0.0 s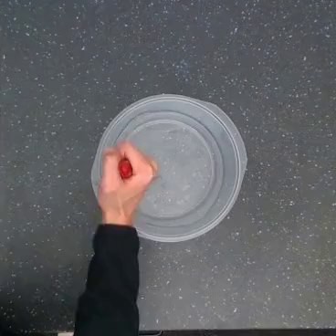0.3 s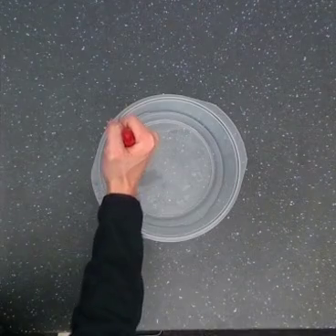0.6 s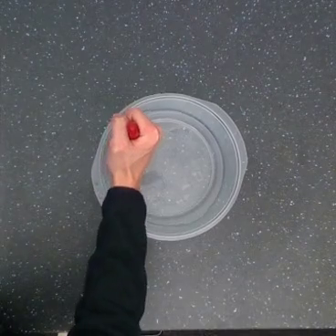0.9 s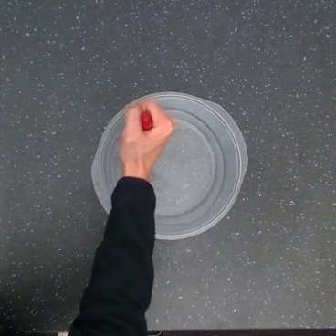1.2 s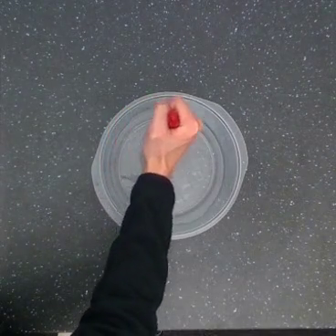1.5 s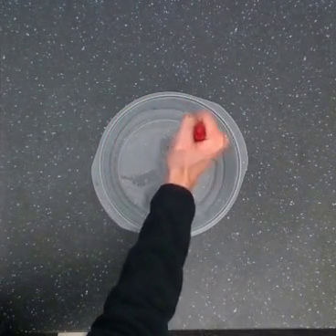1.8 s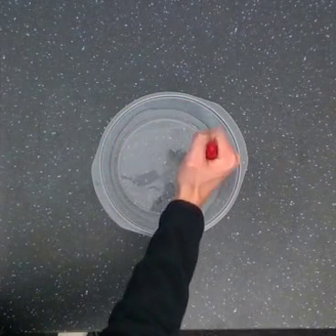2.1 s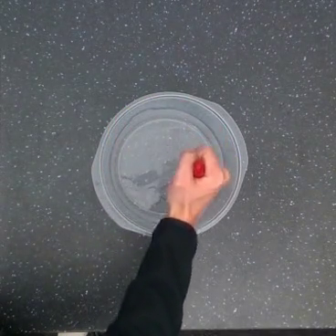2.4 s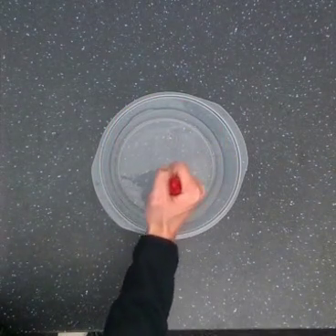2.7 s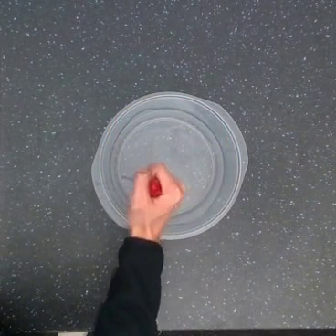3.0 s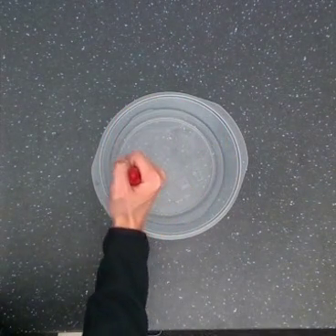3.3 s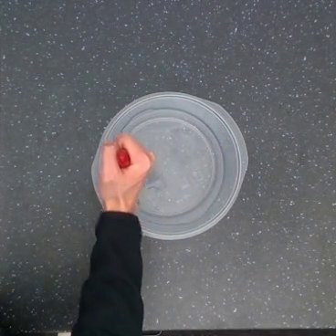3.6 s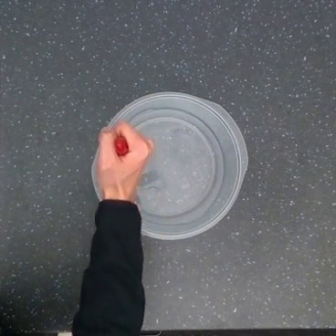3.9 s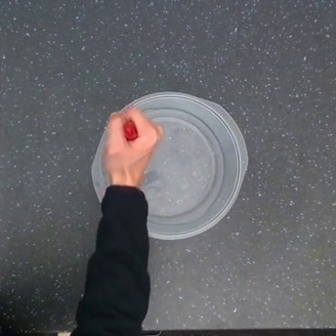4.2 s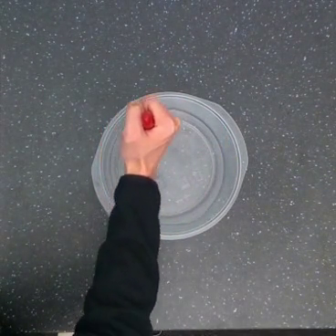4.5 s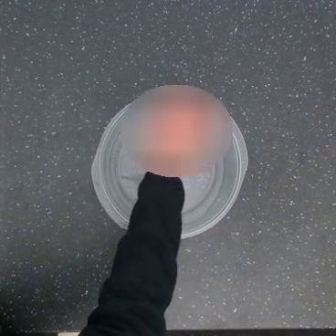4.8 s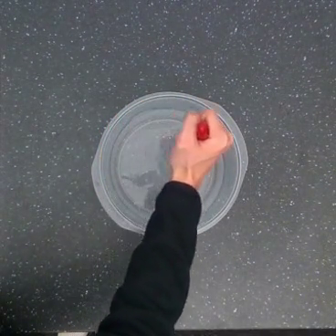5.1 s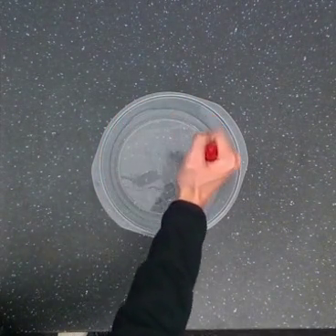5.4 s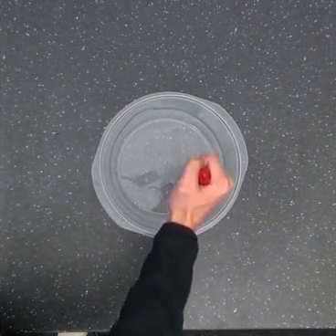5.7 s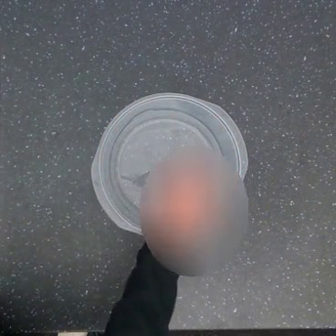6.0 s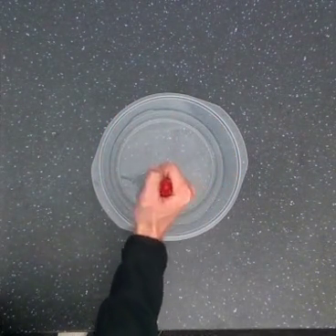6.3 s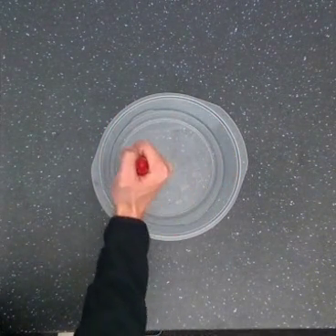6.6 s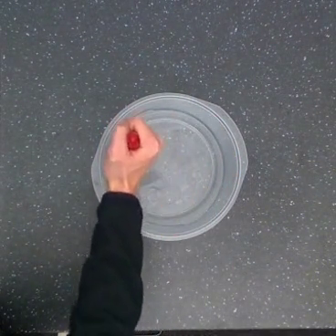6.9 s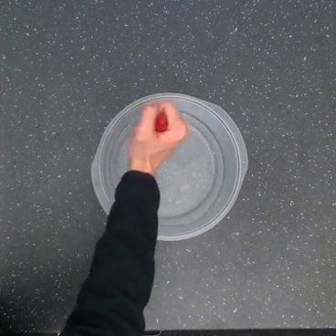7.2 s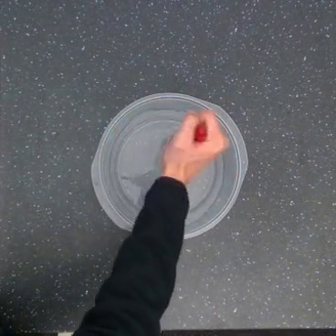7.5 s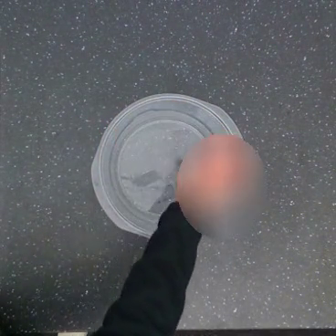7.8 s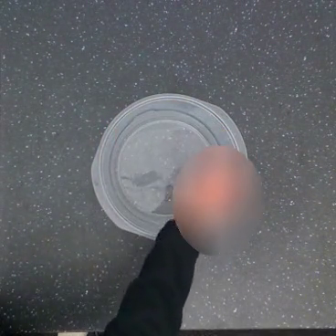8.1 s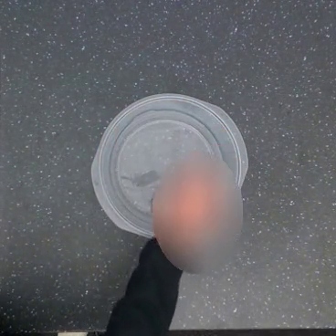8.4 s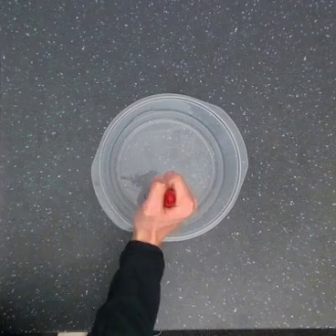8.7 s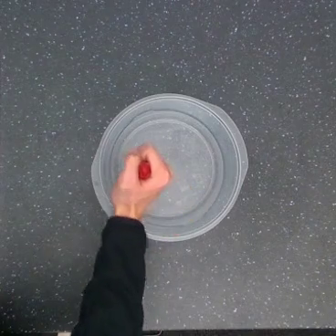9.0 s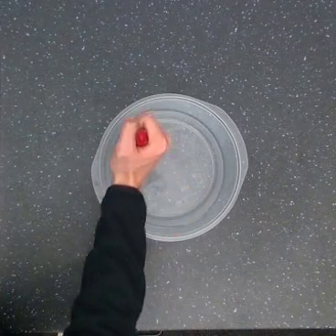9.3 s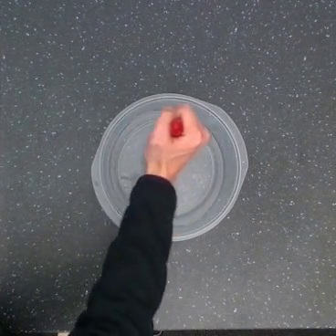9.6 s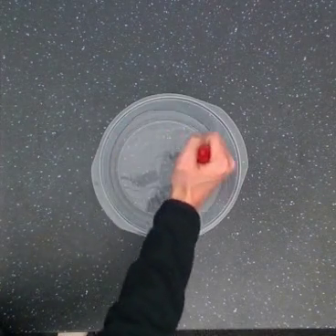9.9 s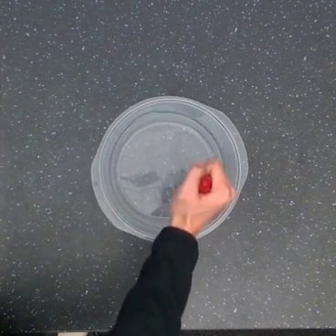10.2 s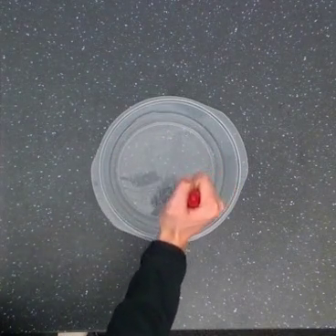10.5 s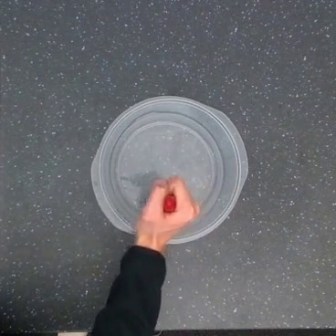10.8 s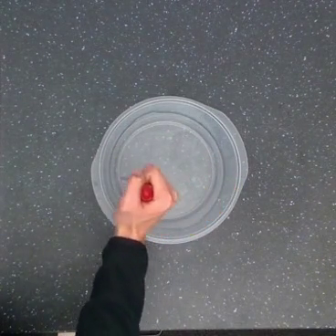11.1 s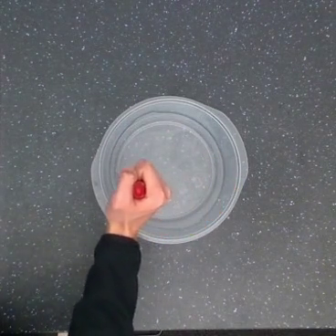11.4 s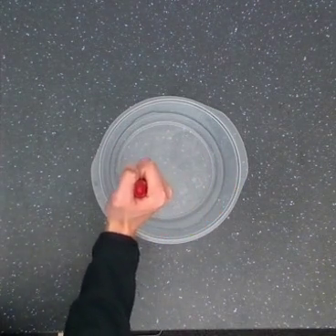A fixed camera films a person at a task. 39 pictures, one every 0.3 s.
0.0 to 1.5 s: The hand goes to the right and upward, on a clockwise arc.
1.5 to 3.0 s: The hand goes to the left and downward, on a clockwise arc.
3.0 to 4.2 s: The hand goes upward, on a clockwise arc.
4.2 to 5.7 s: The hand goes downward and to the right.
5.7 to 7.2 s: The hand goes upward and to the left, then to the right, on a clockwise arc.
7.2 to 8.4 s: The hand goes downward and to the left.
8.4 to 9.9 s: The hand goes upward, then downward and to the right, on a clockwise arc.
9.9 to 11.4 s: The hand goes to the left, on a clockwise arc.
In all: It circles clockwise, turning through about 1350 degrees.
Task: stir.
Motion: make 4 circular motions clockwise.
